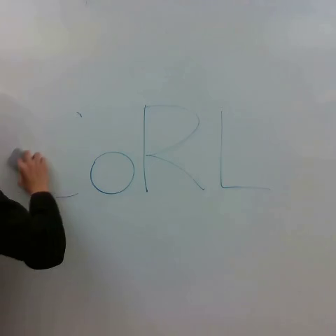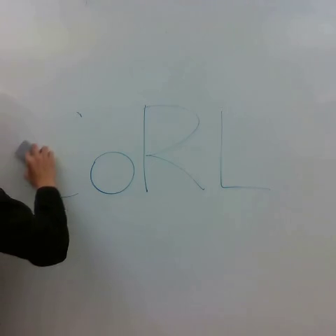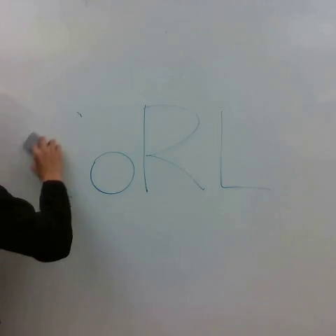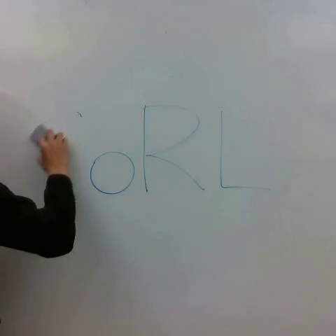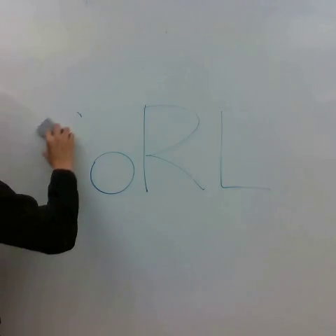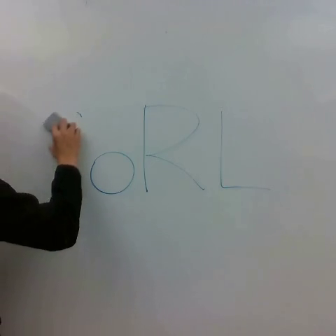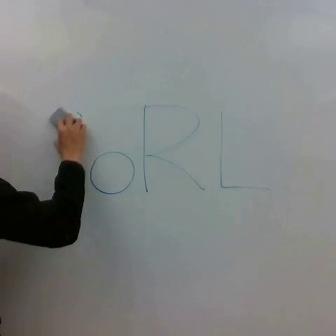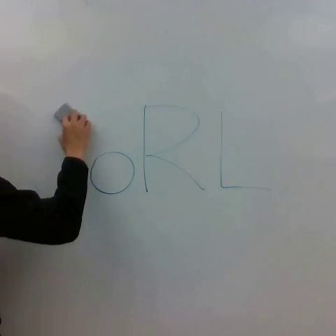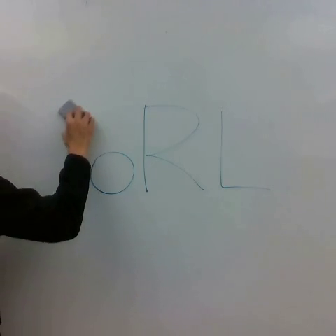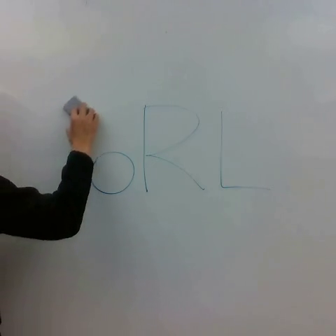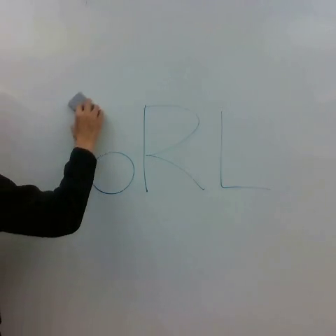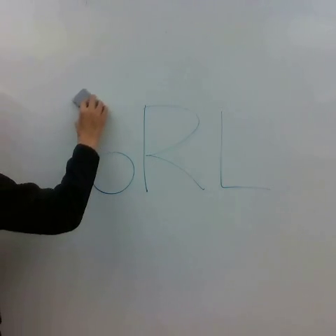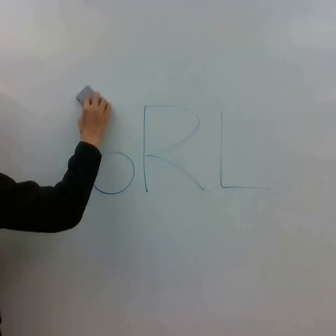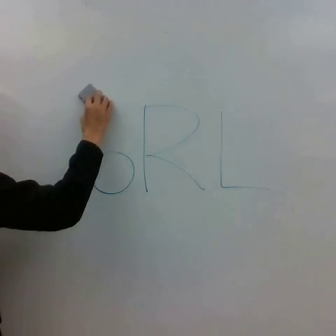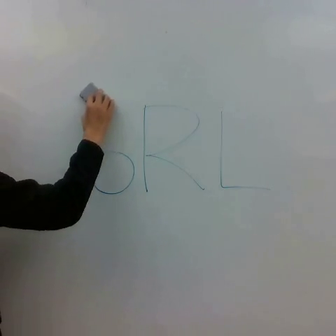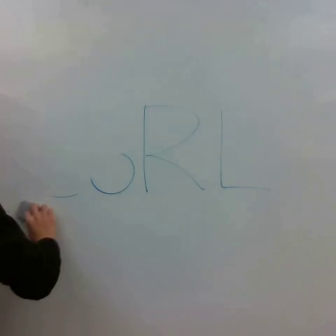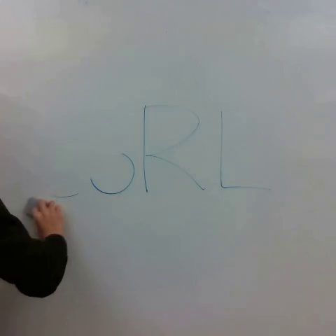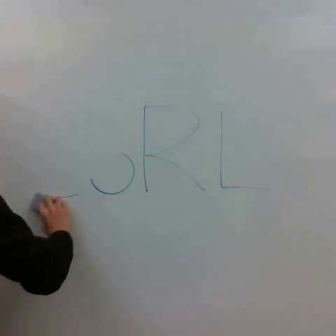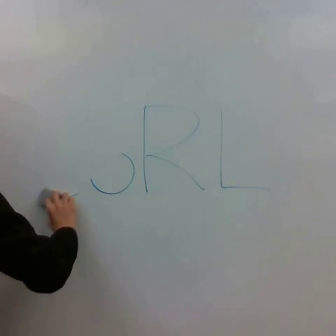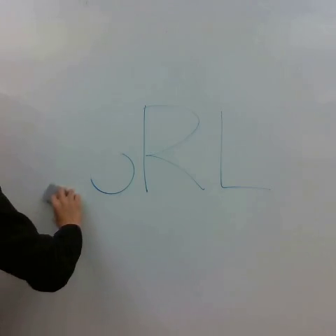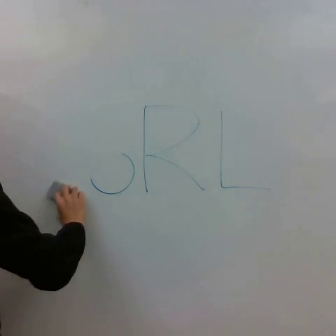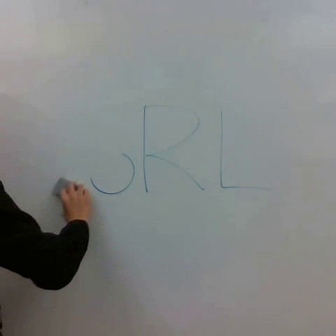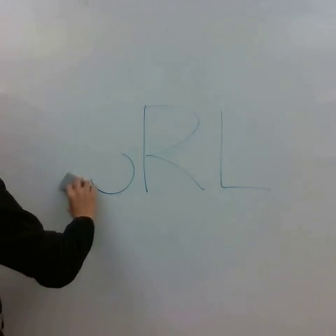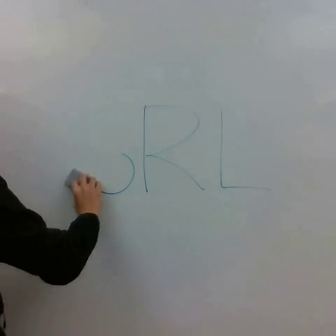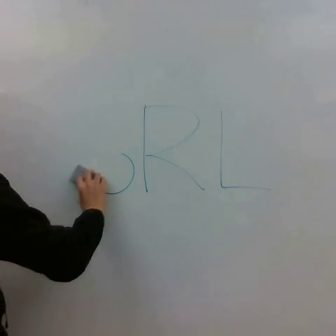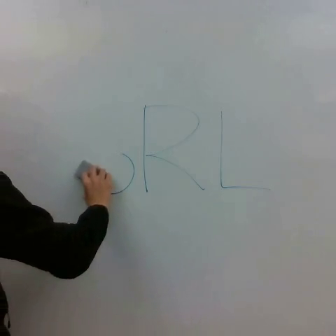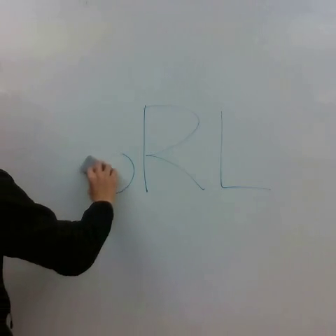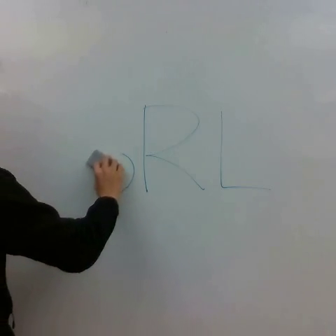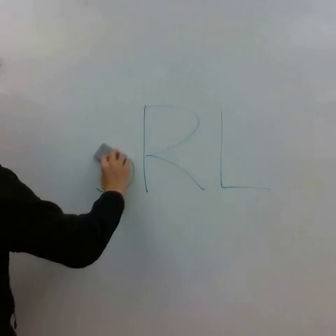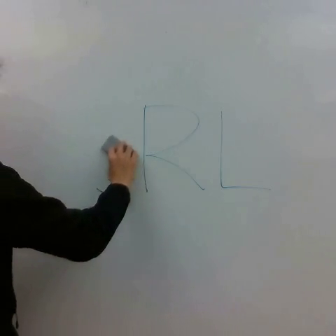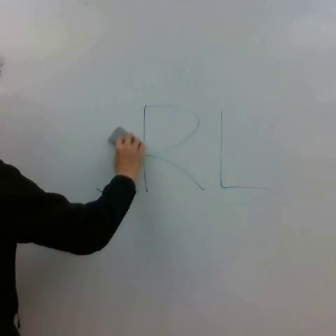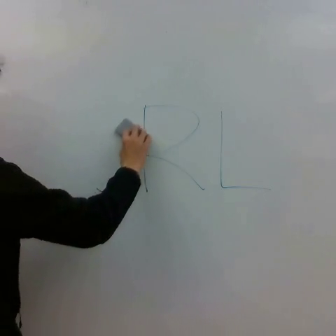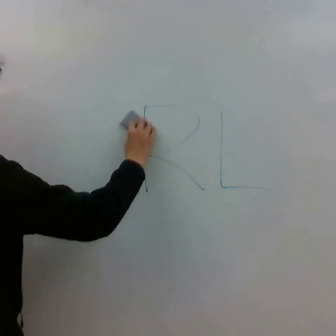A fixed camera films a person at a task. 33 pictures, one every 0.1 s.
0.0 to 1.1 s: The hand goes to the right and upward.
1.1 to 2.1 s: The hand goes downward and to the left, then to the right and upward.
2.1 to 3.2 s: The hand goes to the right and upward.
Task: erase whiteboard.
